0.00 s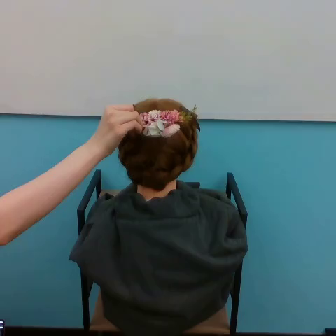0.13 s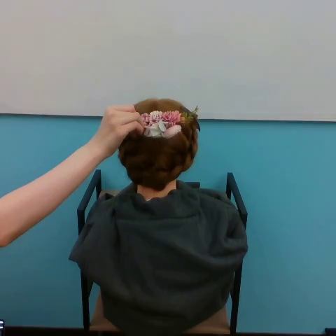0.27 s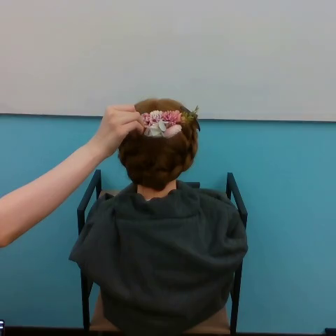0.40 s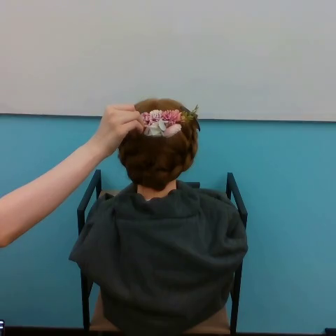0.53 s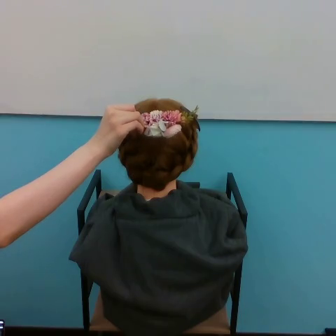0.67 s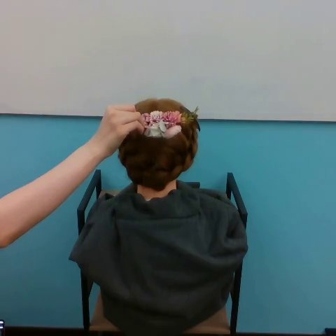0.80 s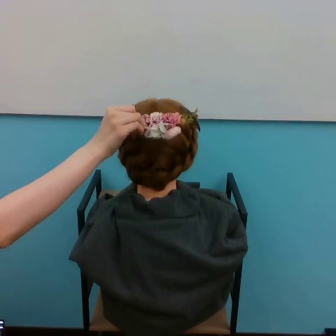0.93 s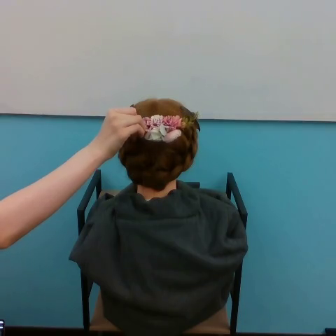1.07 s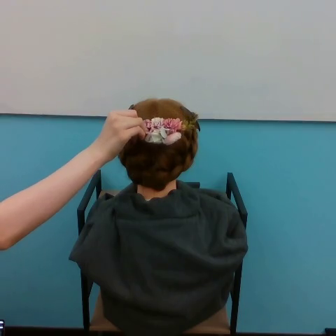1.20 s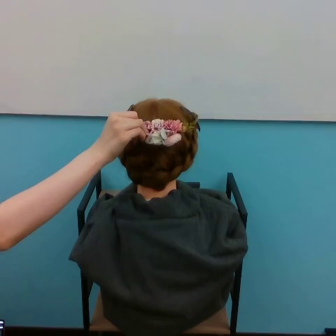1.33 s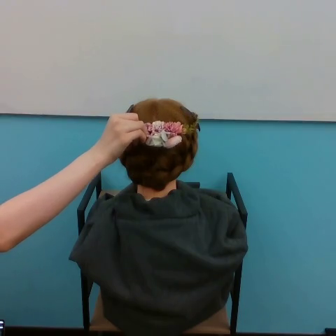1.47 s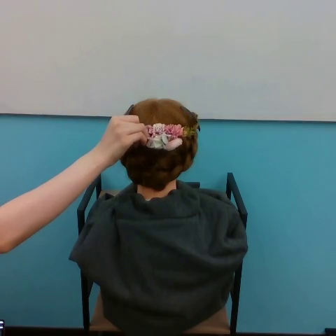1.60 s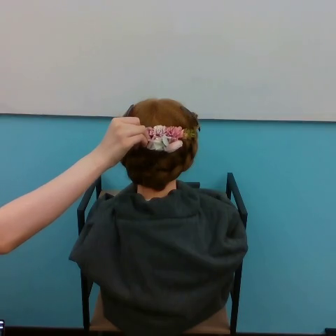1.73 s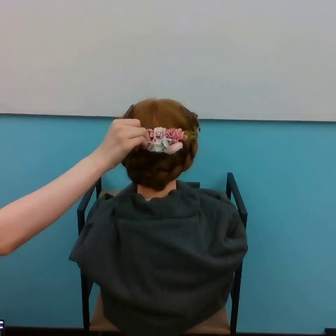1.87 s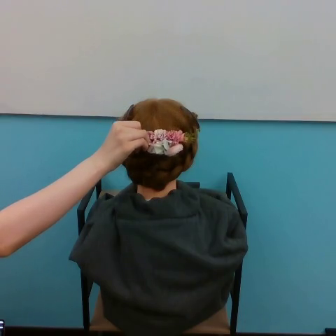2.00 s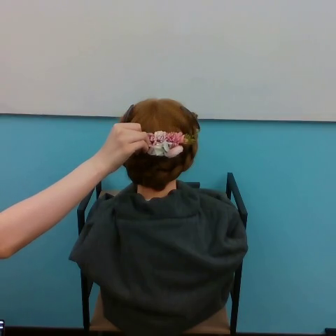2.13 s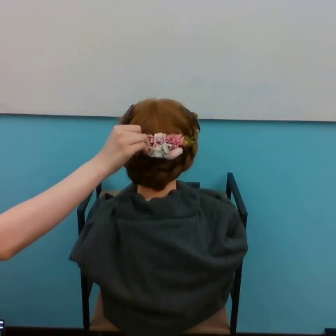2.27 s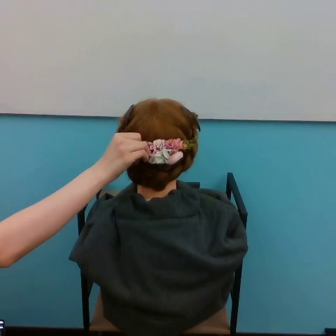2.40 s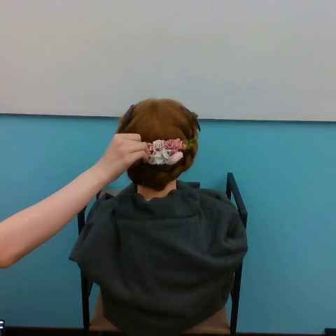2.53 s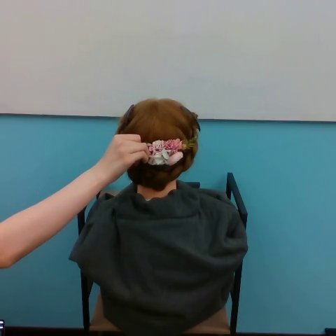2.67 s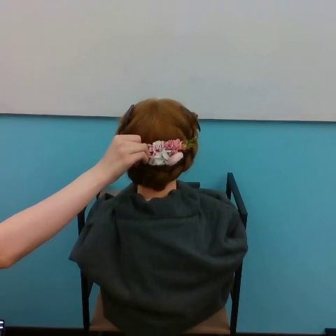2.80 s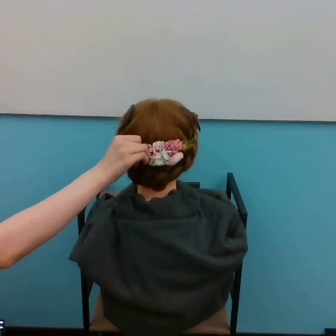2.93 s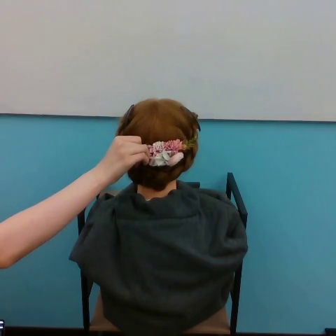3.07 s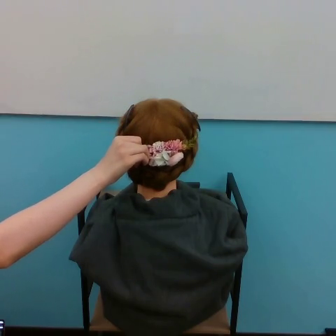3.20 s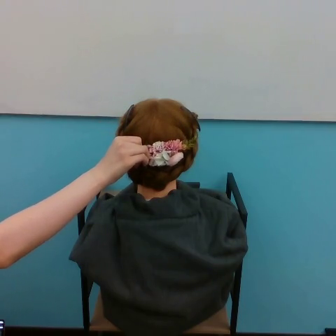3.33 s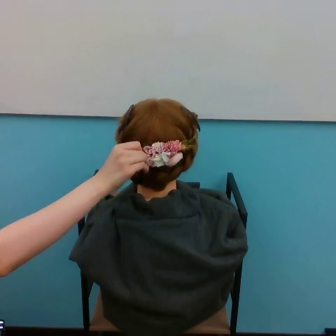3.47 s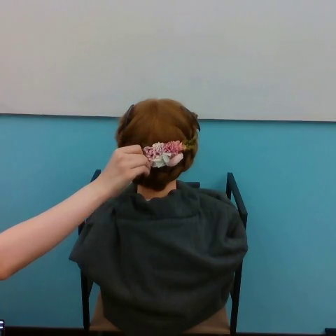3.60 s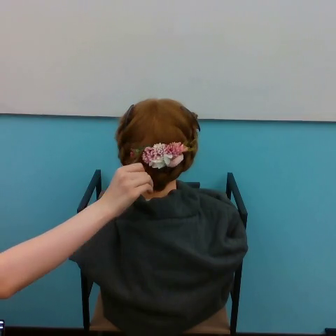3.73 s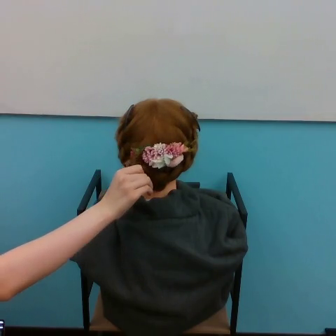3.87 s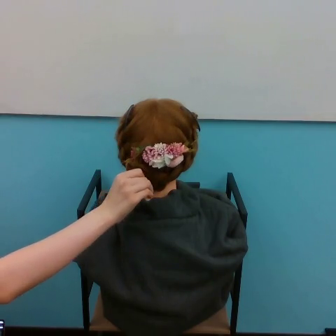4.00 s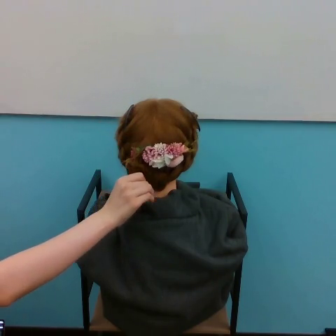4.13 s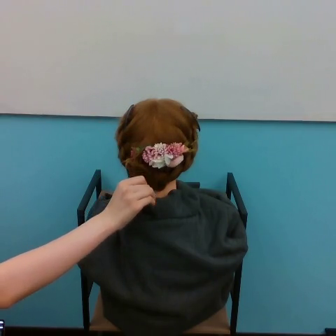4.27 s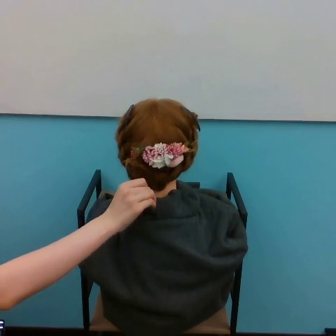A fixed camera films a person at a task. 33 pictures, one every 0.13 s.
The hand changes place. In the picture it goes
downward.
0.00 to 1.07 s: The hand moves only a little.
1.07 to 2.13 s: The hand goes downward.
2.13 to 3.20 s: The hand moves only a little.
3.20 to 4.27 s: The hand goes downward.
Task: tuck flower in hair.
Motion: move downward.
